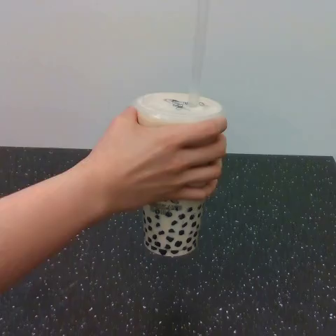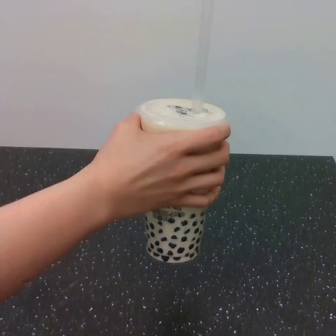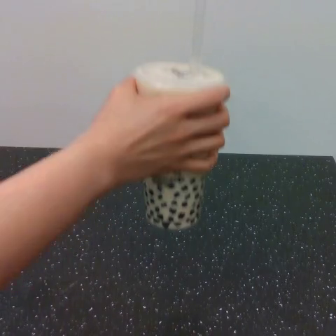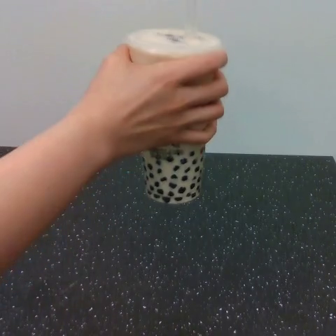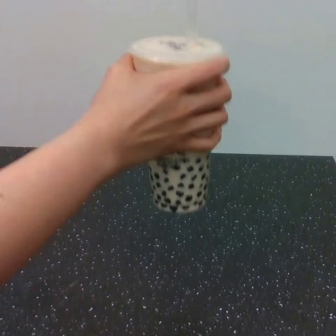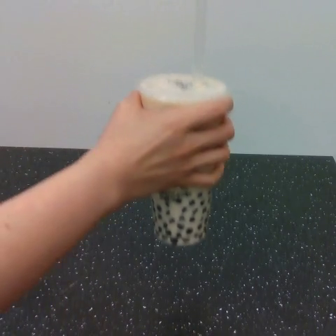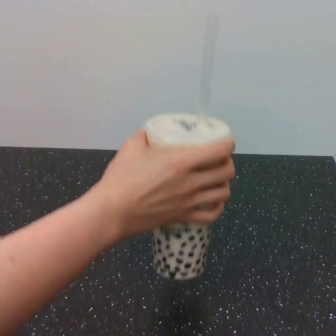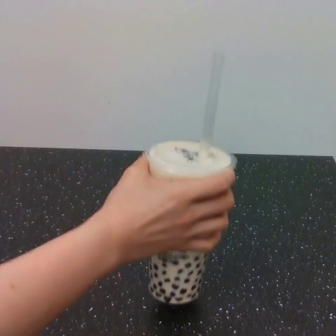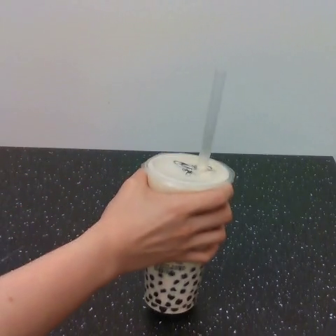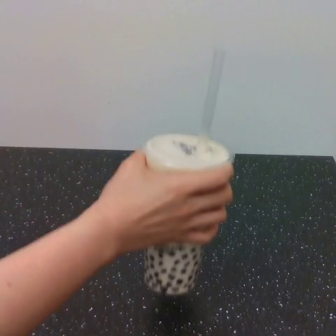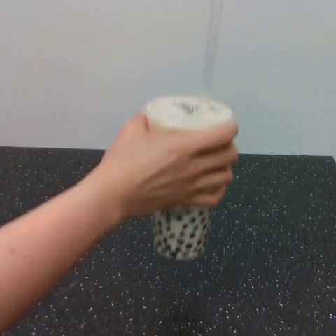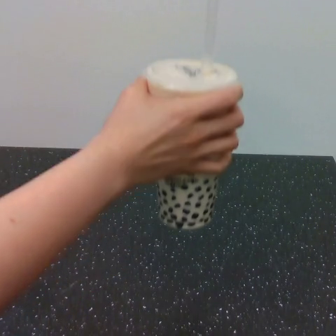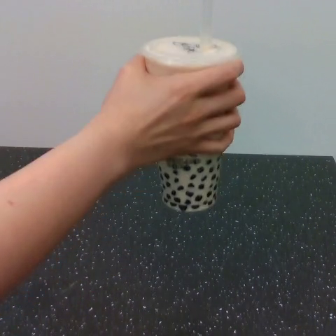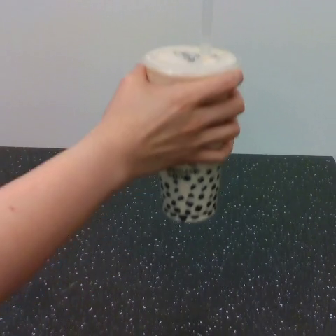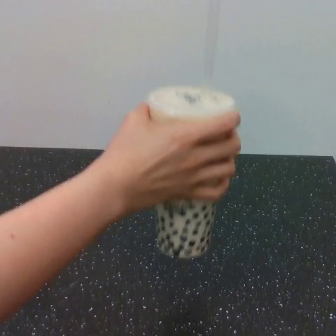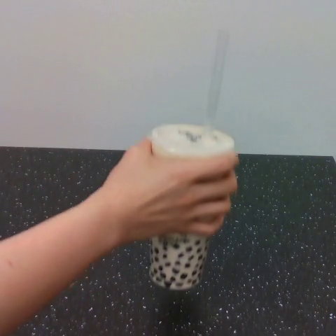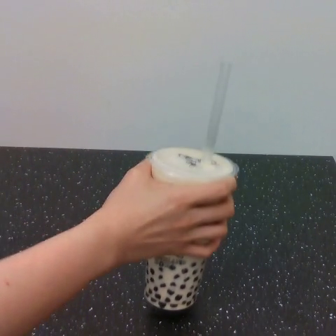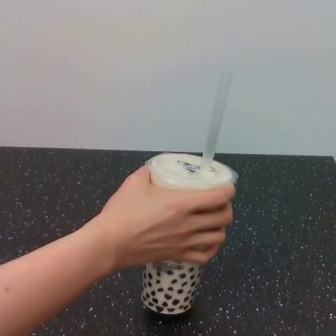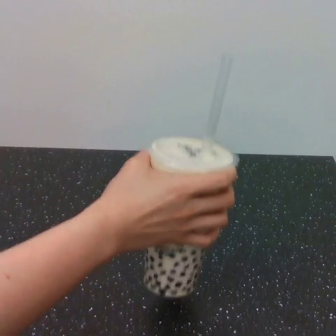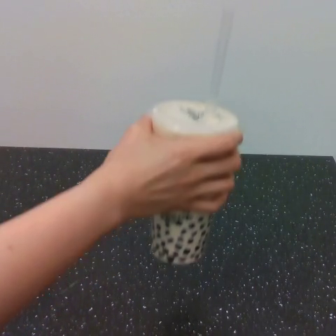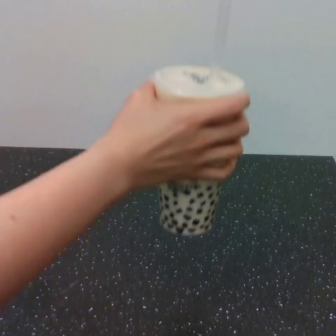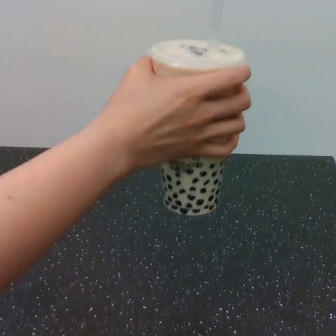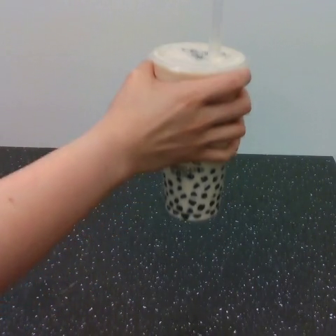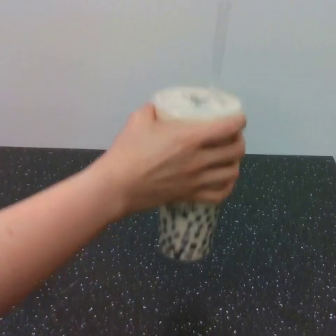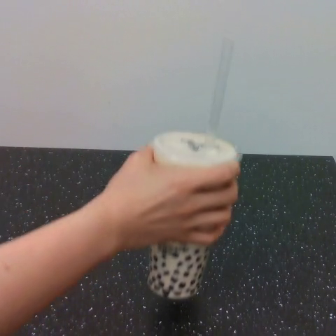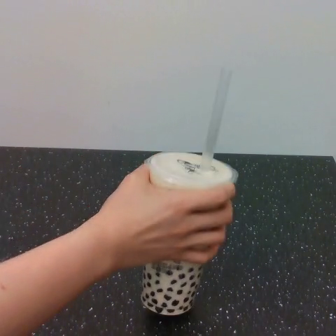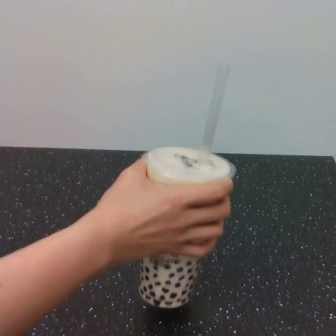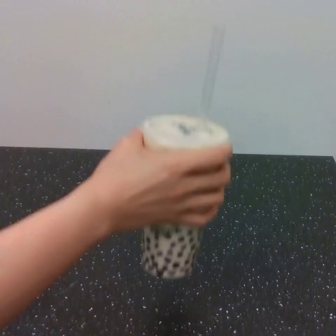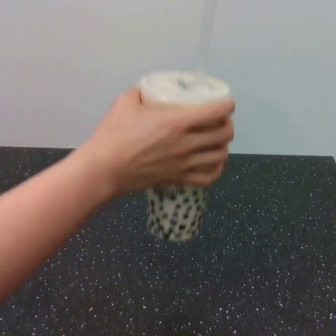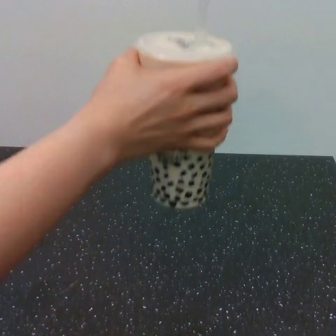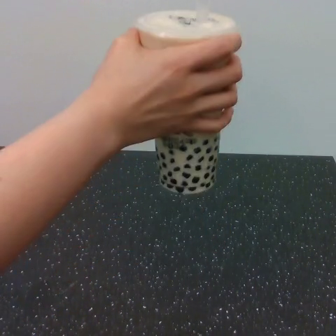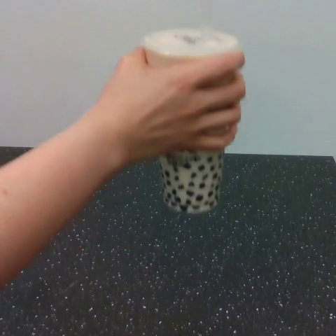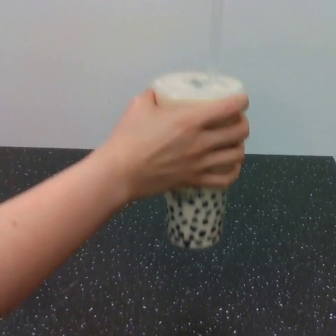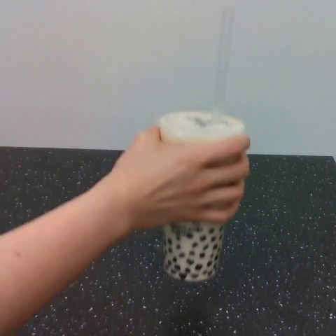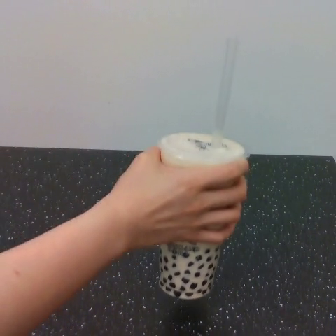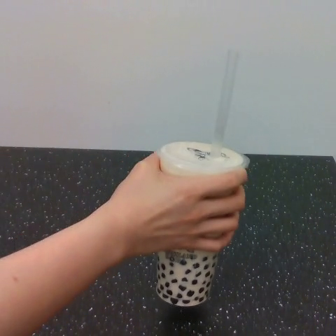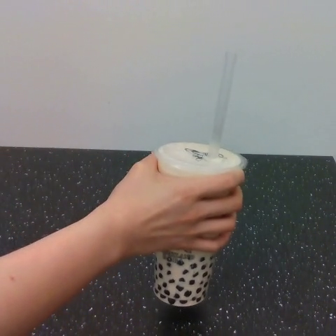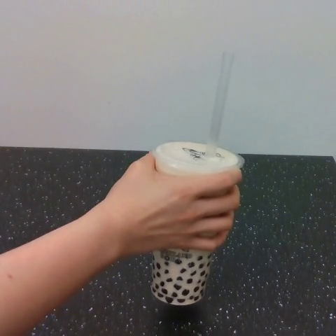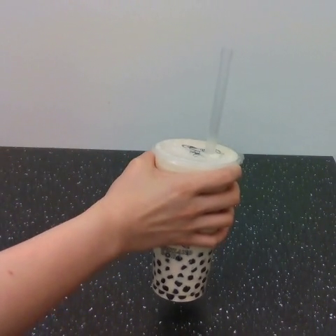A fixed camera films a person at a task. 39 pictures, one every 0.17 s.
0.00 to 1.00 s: The hand goes upward, then downward.
1.00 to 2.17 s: The hand goes upward.
2.17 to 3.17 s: The hand goes downward, then upward.
3.17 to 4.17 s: The hand goes upward, then downward.
4.17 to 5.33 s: The hand goes upward, then downward.
5.33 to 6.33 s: The hand goes downward.
Task: shake the boba.
Motion: move up and down, repeating this sequence 4 times.
